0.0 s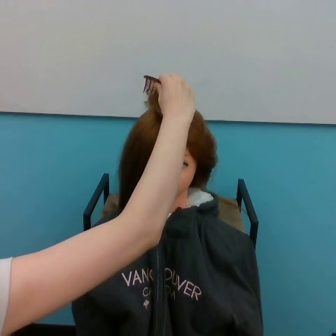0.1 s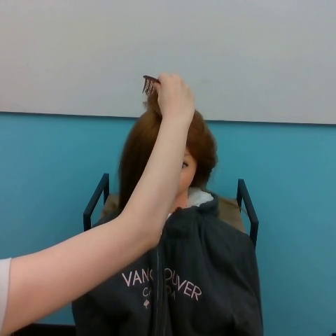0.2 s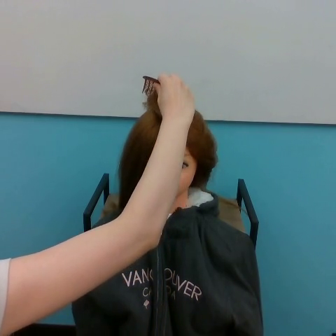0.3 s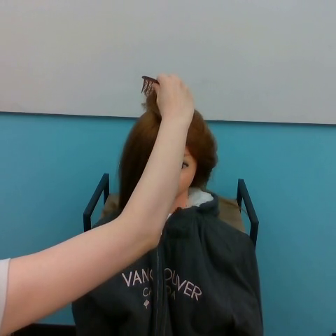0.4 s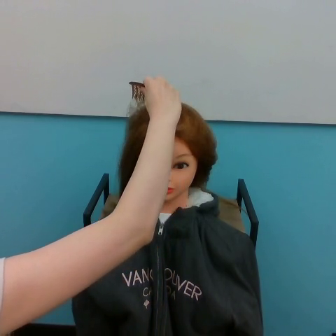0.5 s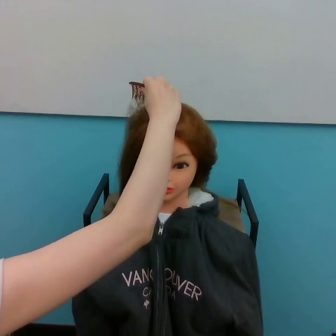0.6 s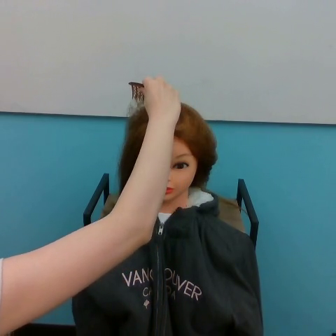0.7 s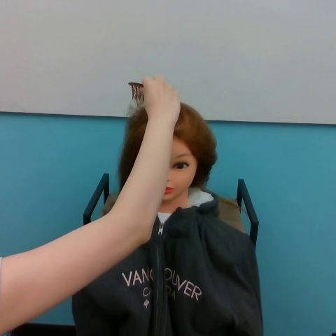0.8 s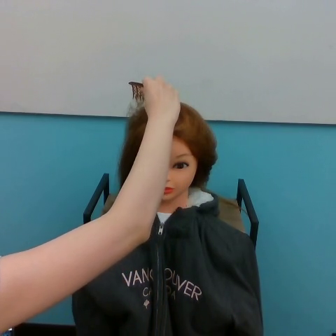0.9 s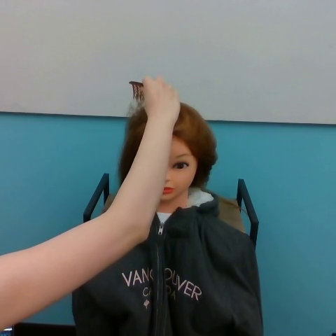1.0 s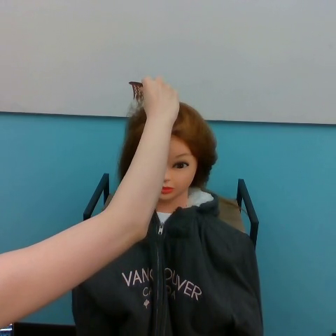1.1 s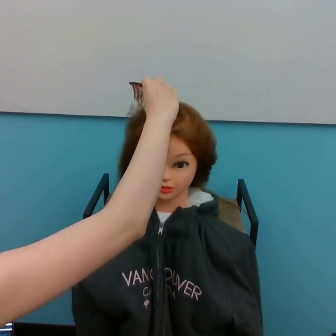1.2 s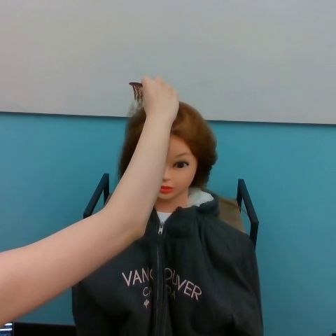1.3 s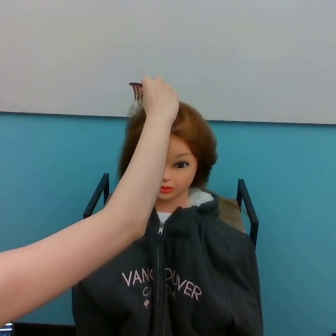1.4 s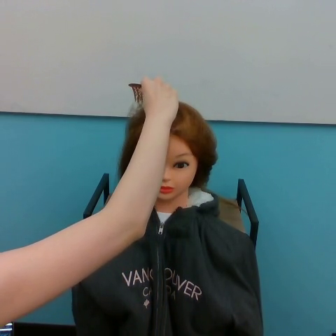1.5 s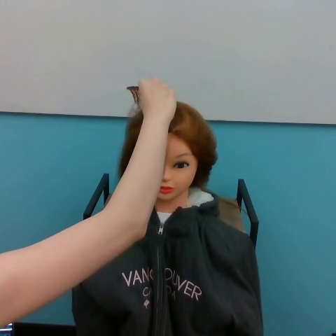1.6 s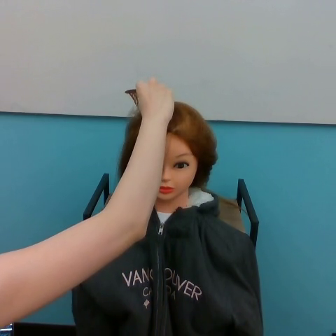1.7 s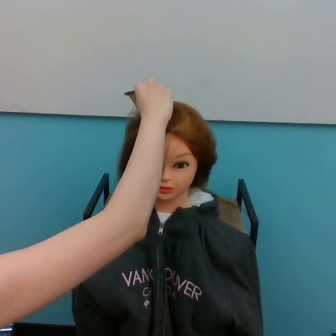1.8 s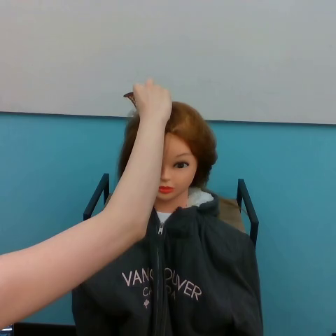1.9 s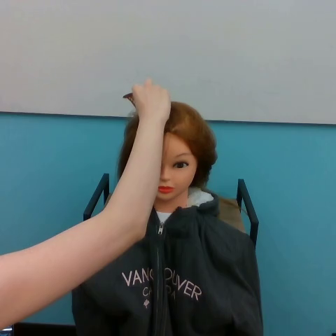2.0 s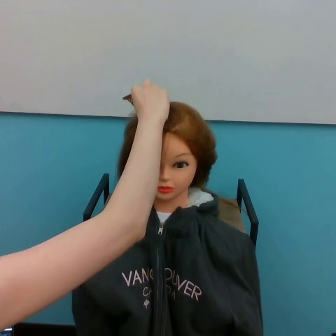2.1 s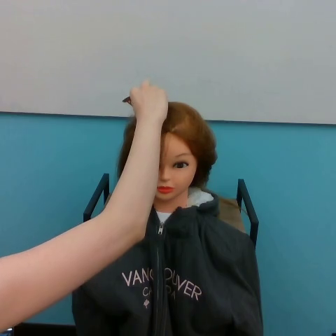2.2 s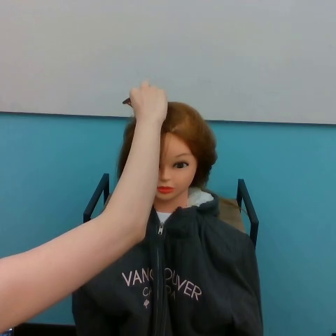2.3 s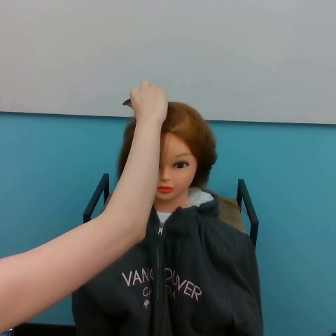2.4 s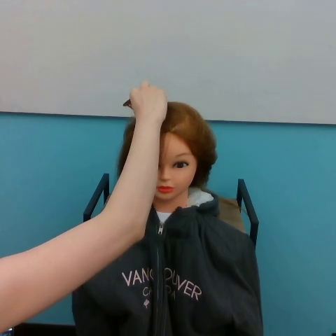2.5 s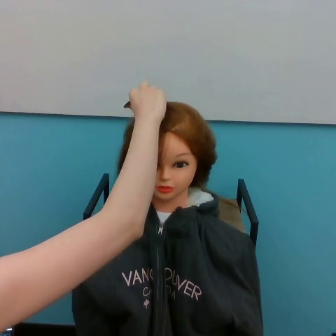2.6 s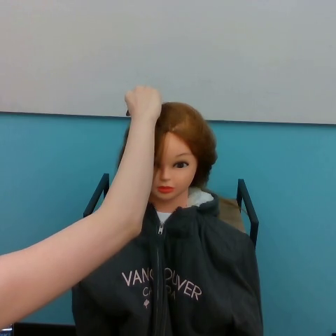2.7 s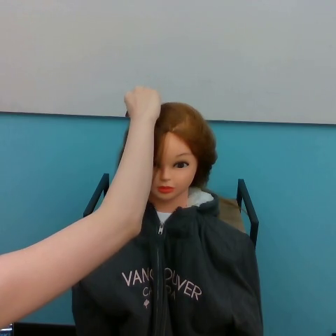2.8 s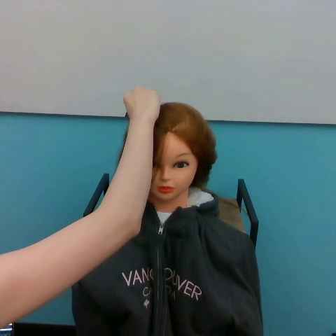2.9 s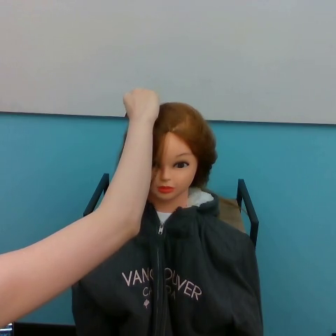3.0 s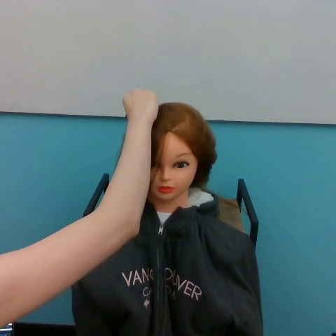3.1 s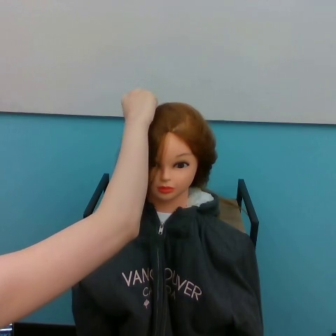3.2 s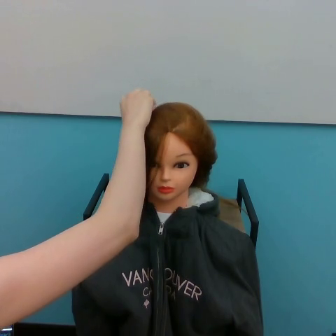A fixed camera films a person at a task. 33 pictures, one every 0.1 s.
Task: part hair.
0.0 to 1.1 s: The hand goes to the left.
1.1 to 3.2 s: The hand goes to the left.
